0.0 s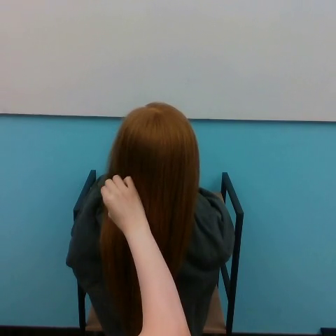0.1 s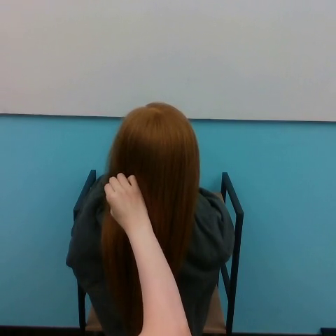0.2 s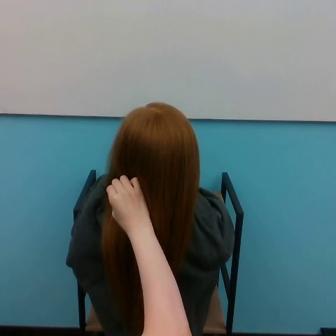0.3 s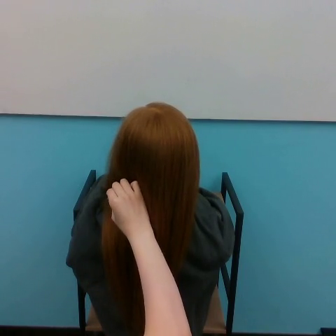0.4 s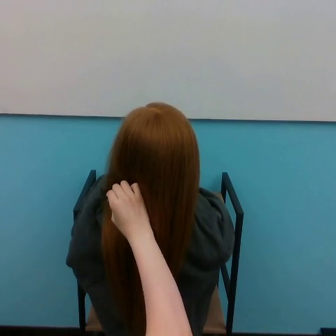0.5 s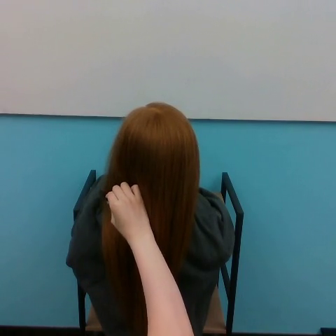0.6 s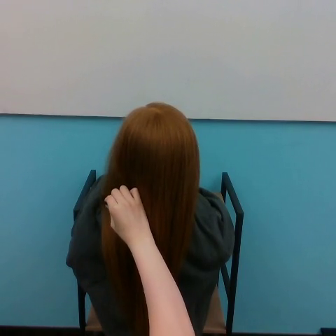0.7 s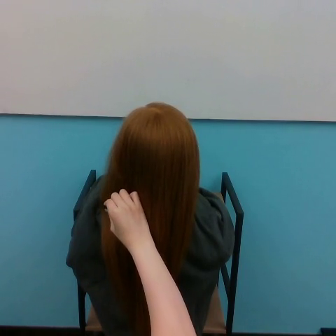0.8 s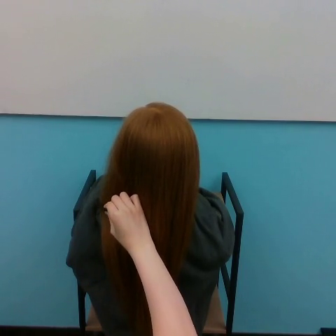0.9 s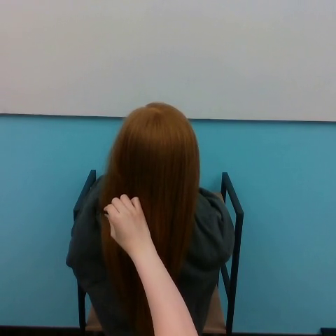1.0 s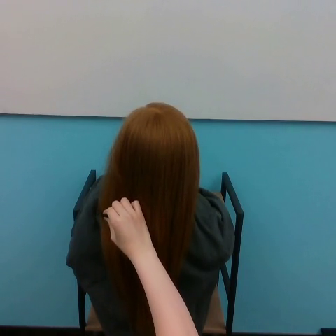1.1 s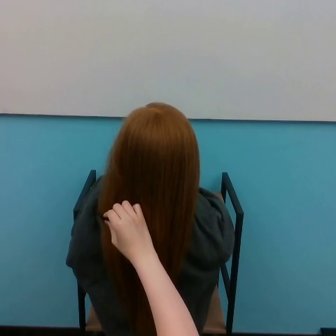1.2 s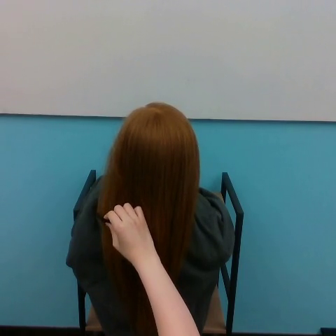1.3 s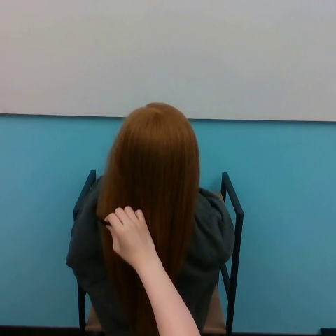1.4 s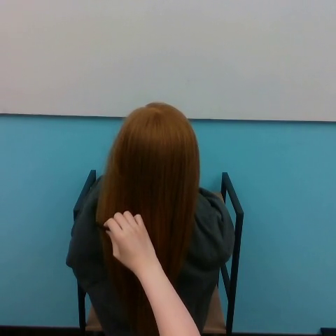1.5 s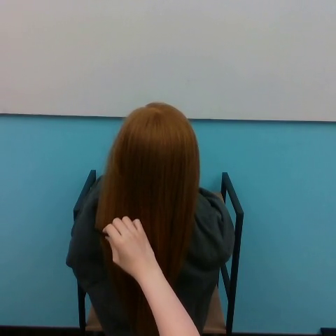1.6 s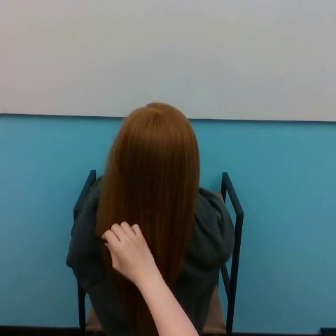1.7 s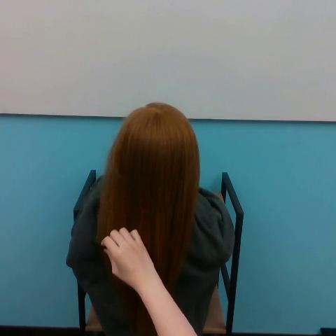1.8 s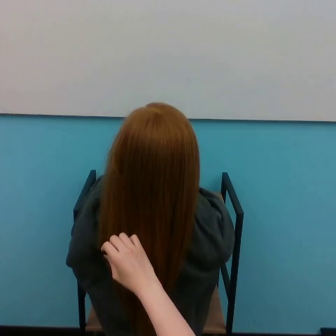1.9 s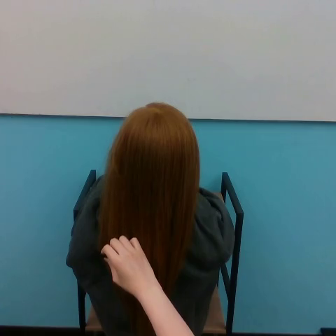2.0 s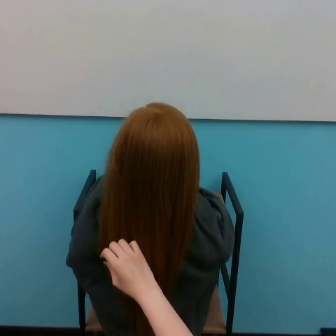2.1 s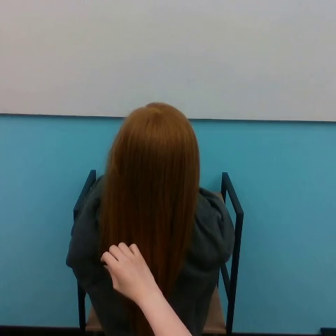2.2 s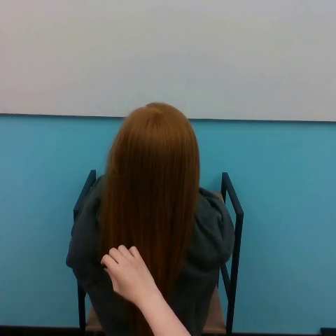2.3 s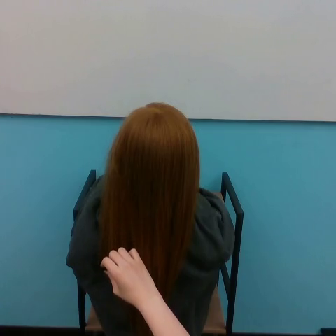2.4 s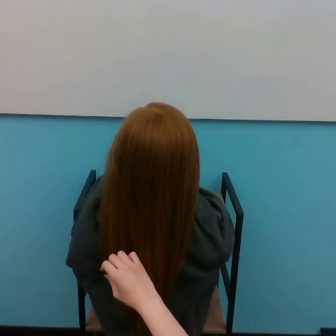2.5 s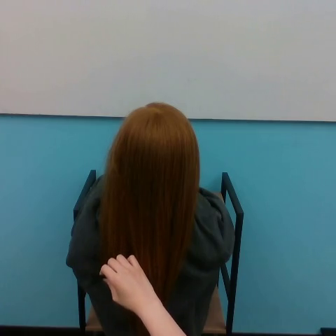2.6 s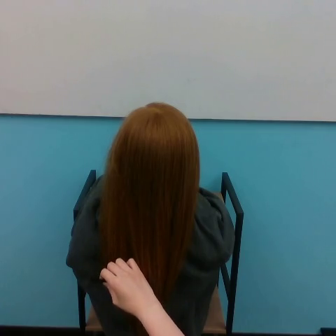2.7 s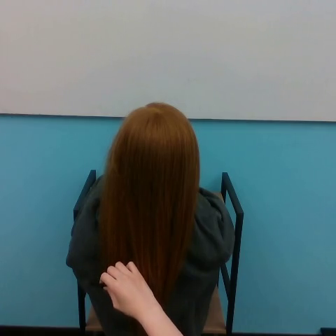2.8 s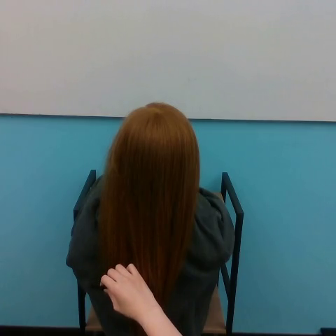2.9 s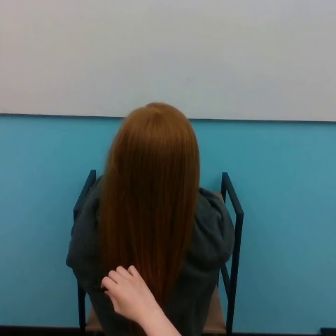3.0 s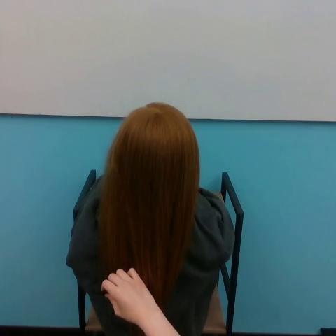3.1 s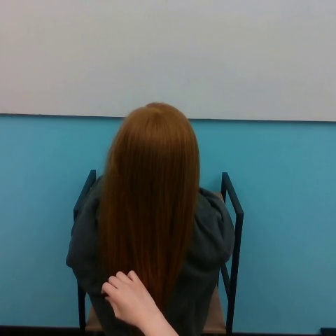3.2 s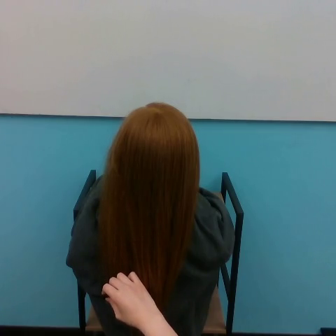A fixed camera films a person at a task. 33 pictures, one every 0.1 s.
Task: brush hair.
0.0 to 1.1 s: The hand goes downward.
1.1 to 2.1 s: The hand goes downward.
2.1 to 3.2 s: The hand goes downward.
